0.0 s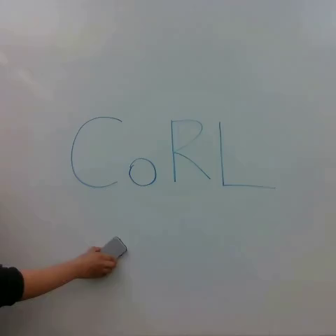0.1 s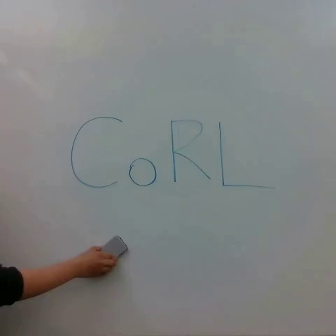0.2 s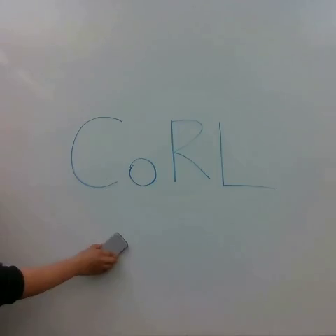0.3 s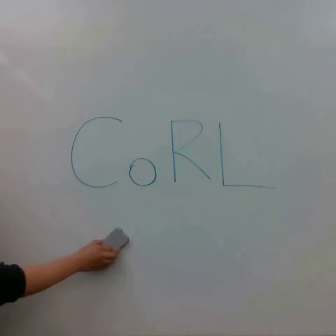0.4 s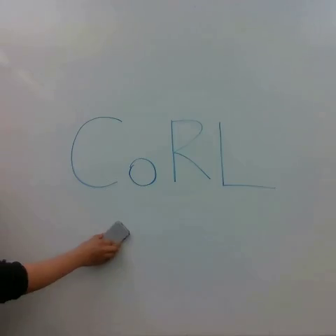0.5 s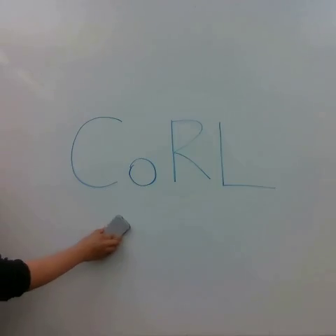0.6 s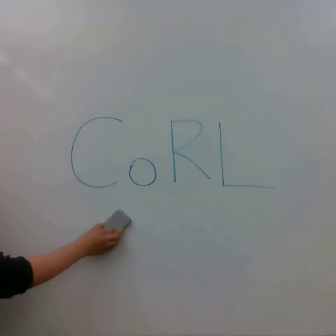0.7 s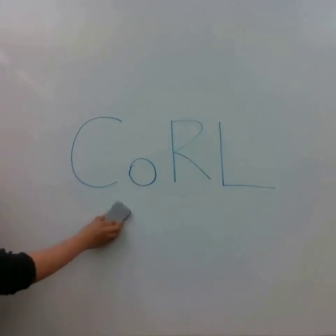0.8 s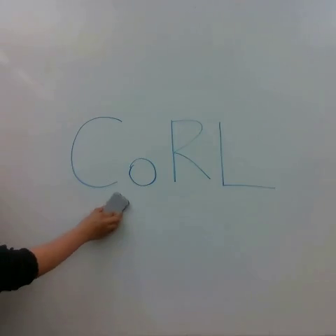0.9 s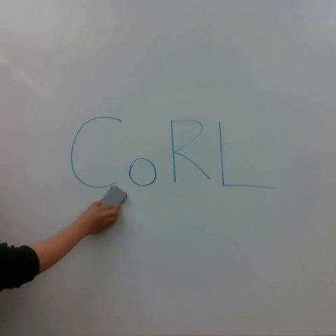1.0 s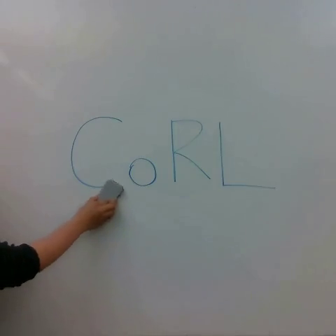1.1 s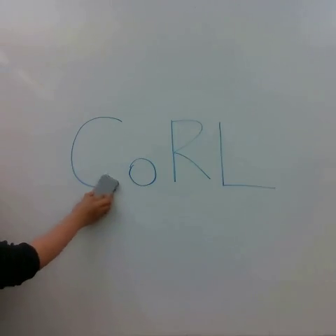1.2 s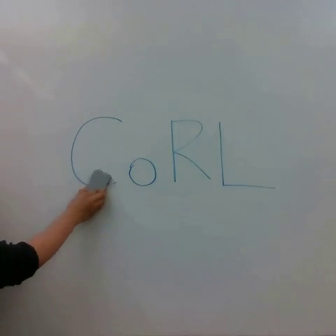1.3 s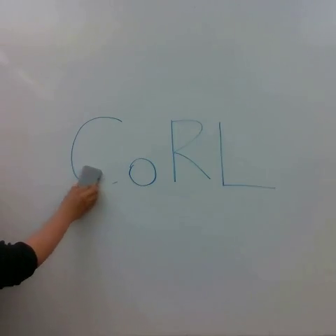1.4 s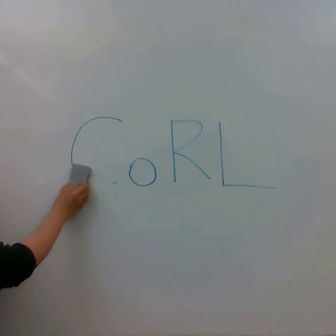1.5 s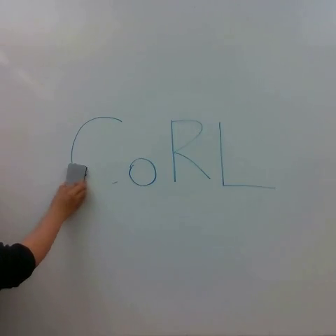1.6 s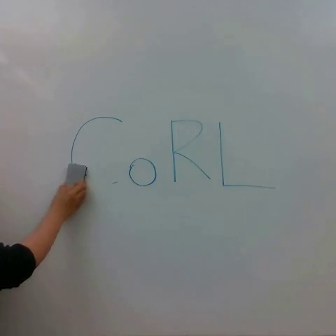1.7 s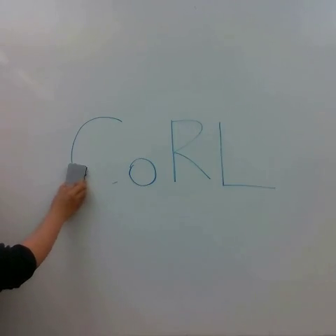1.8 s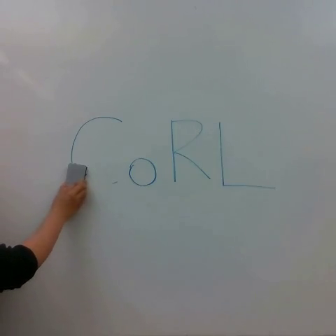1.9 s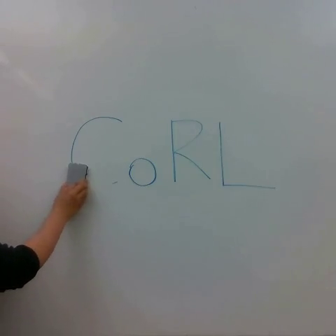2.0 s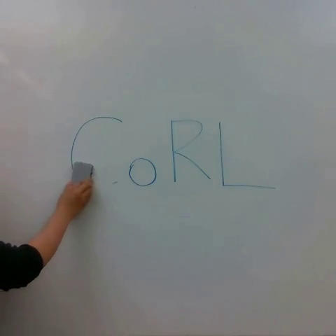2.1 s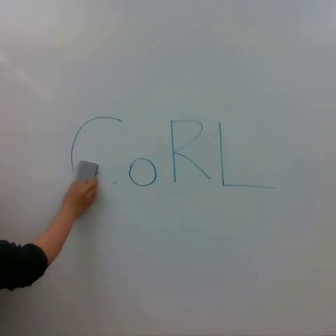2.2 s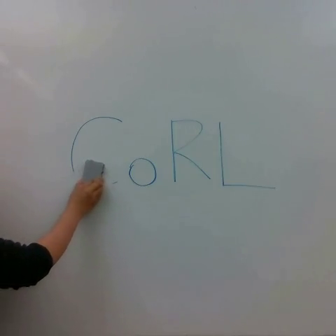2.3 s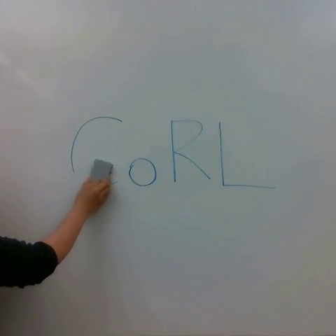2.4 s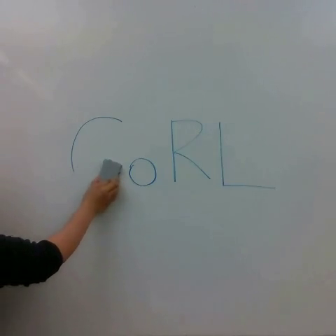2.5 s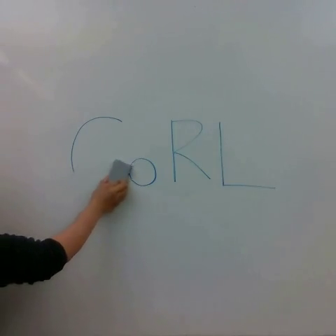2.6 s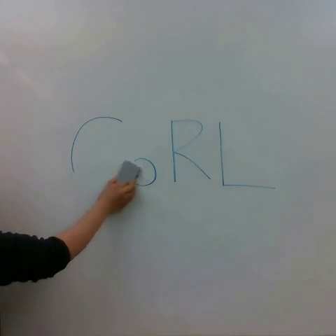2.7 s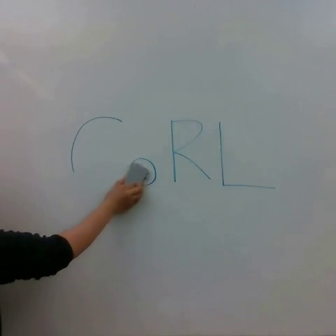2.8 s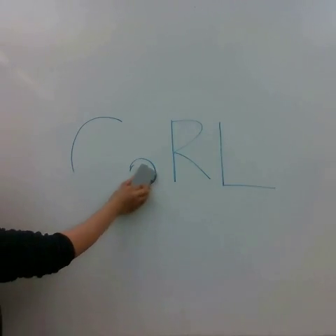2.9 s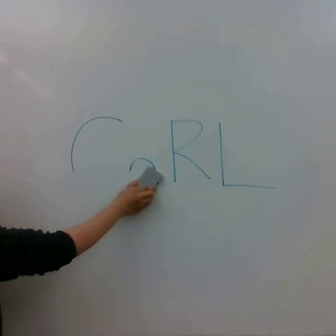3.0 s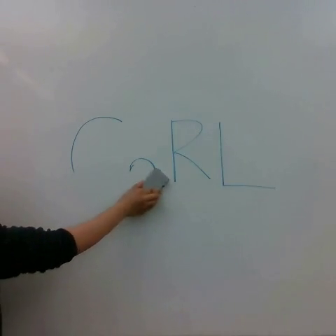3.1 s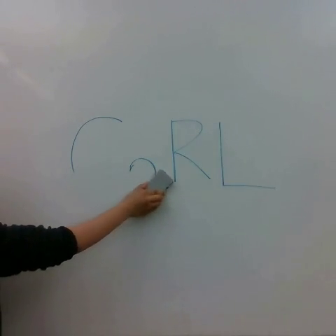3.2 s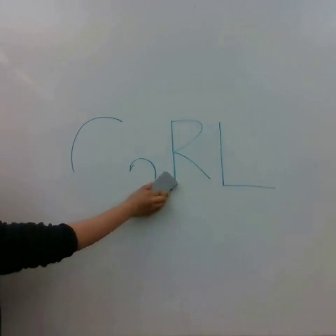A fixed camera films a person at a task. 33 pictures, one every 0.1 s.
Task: erase whiteboard.
0.0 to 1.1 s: The hand goes upward.
1.1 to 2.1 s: The hand goes to the left.
2.1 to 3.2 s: The hand goes to the right.
